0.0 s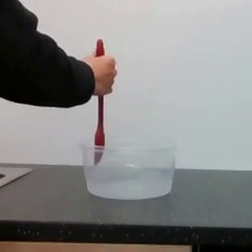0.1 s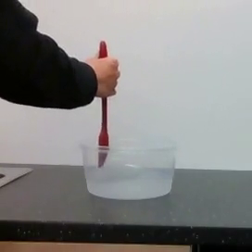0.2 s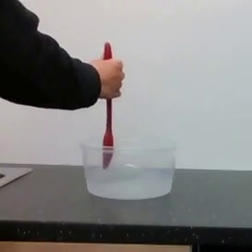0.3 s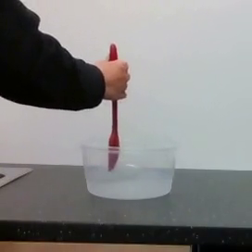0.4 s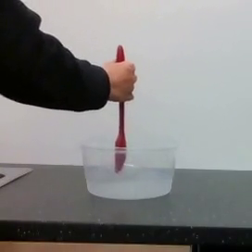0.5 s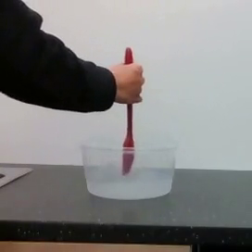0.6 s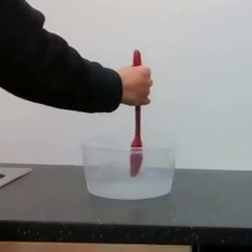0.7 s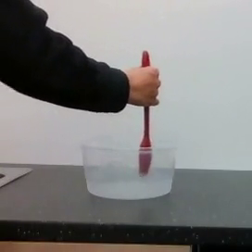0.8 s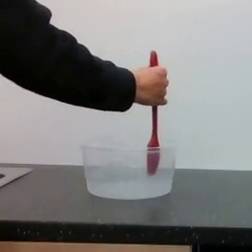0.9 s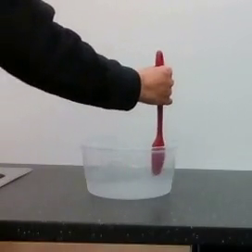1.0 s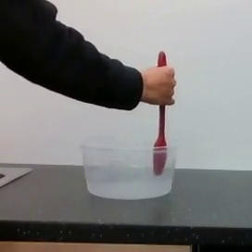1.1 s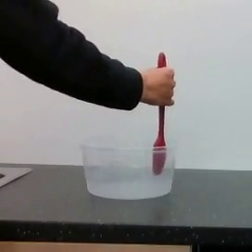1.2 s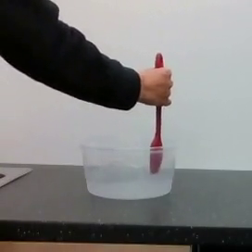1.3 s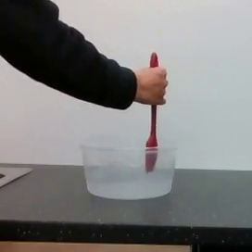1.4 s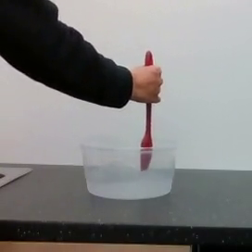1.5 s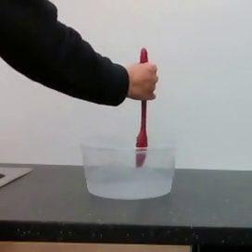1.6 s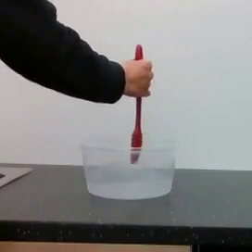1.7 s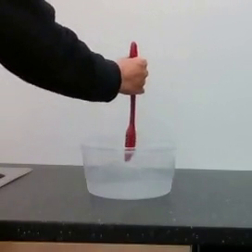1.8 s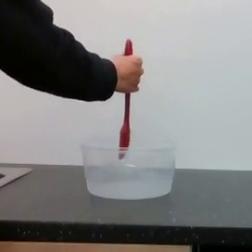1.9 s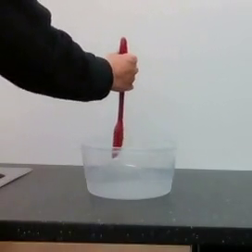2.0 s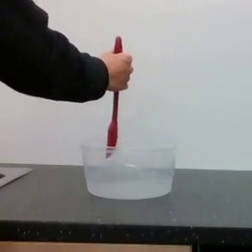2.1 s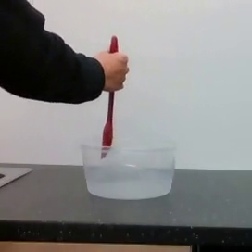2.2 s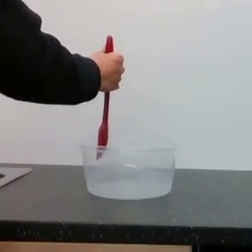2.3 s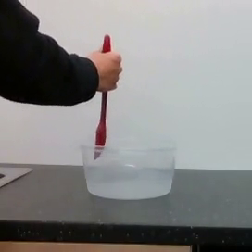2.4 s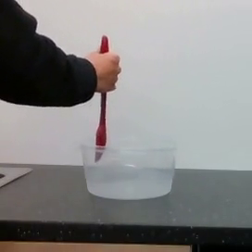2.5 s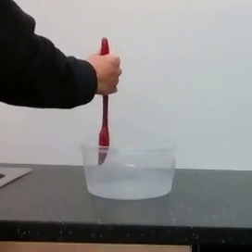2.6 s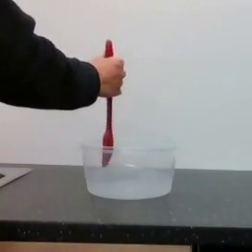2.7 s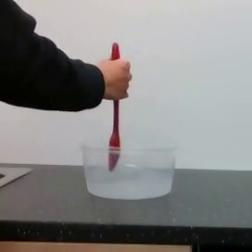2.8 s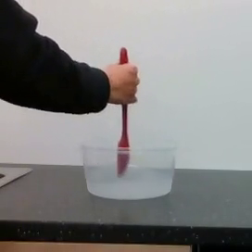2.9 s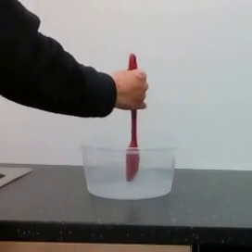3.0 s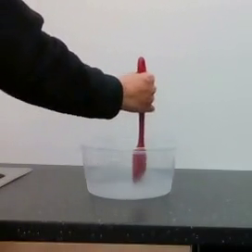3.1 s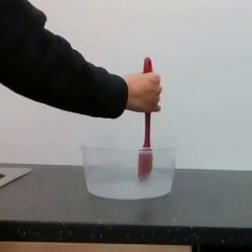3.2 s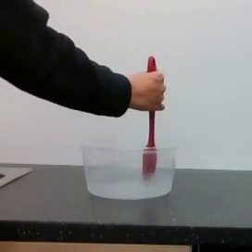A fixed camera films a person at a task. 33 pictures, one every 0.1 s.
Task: stir.
0.0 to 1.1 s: The hand goes to the right.
1.1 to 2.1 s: The hand goes to the left.
2.1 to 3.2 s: The hand goes to the right and downward.
